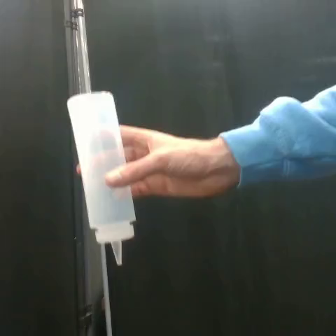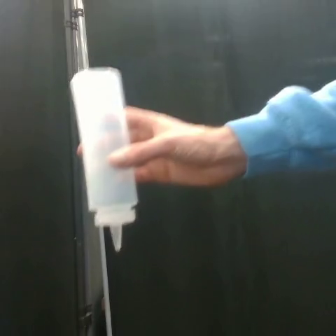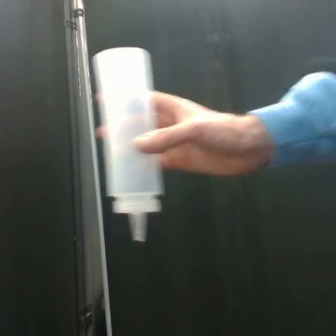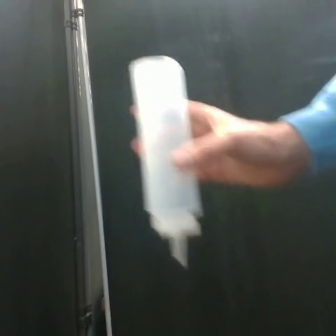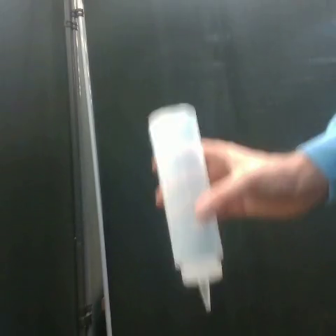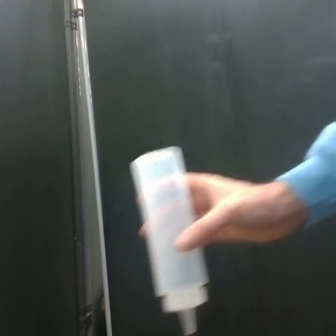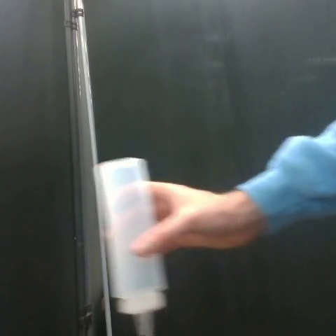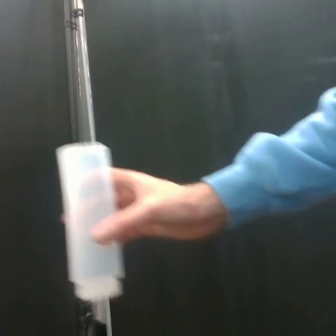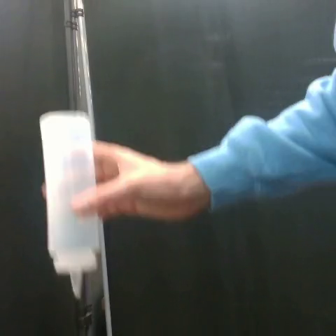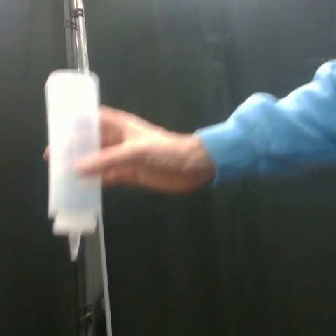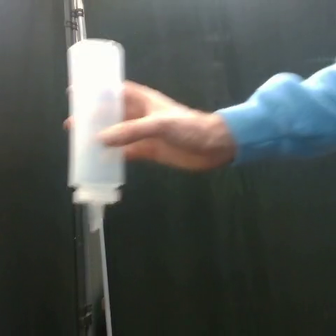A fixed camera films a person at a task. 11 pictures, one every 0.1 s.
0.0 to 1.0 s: The hand goes to the right and downward, then upward and to the left, on a clockwise arc.
In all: It circles clockwise, turning through about 360 degrees.
Task: shake the condiment dispenser.
Motion: make 1 circular motion clockwise.
